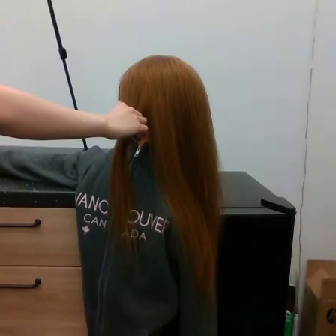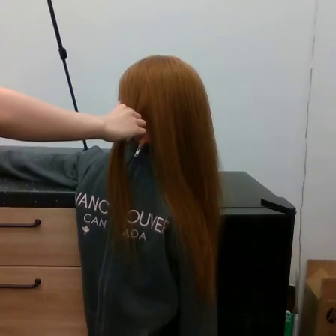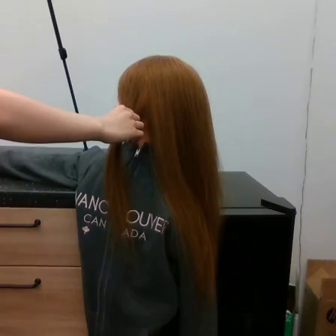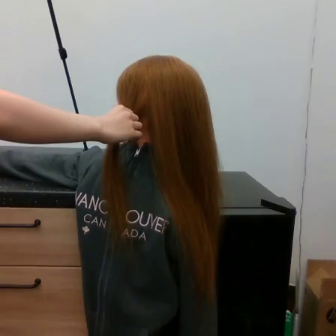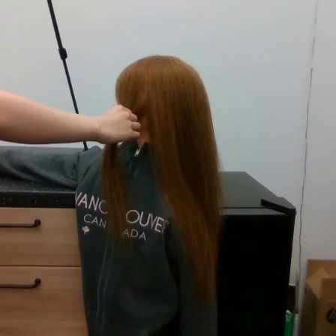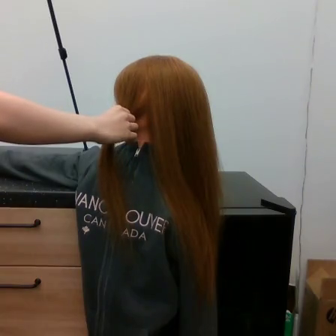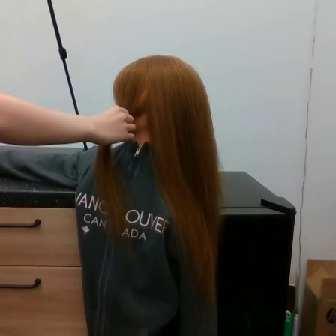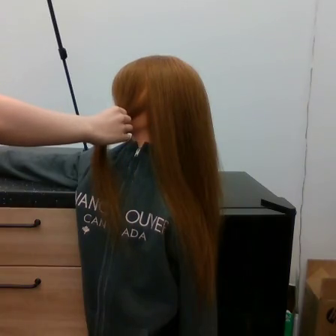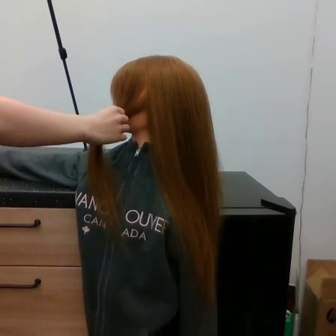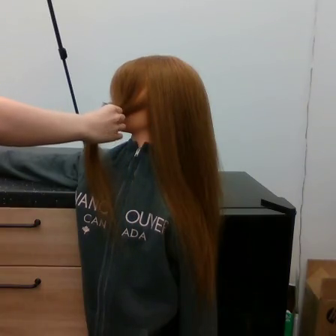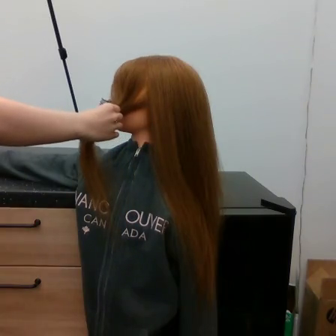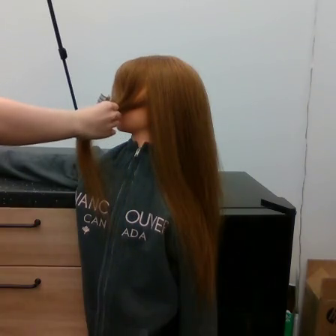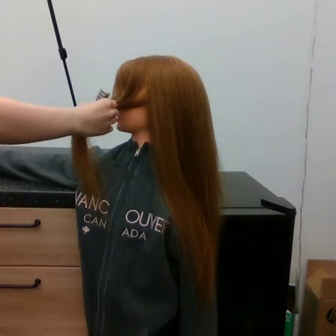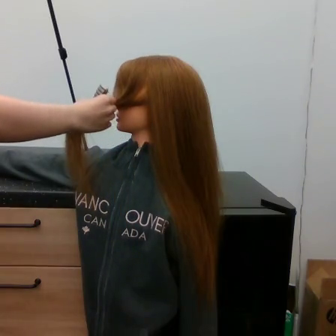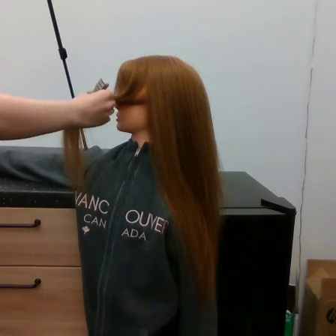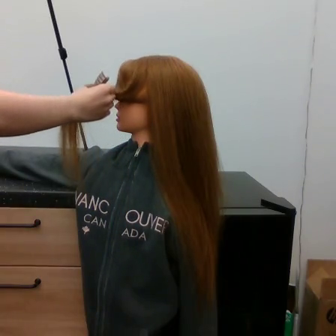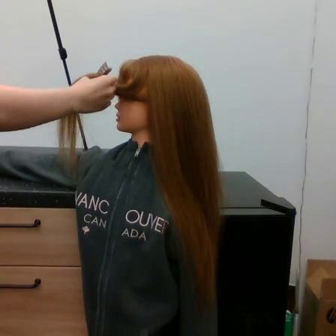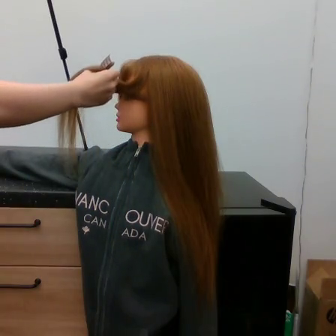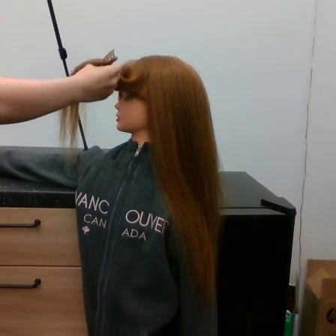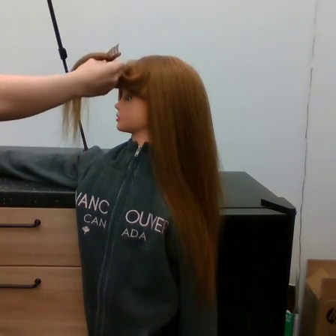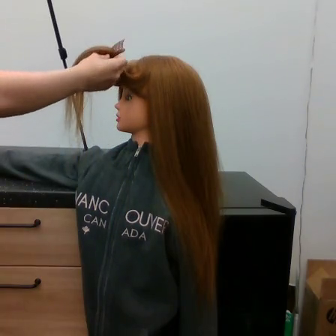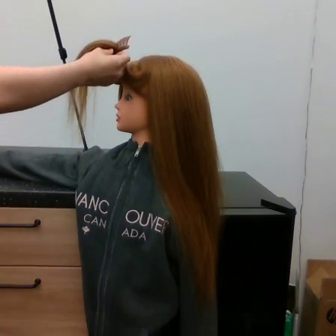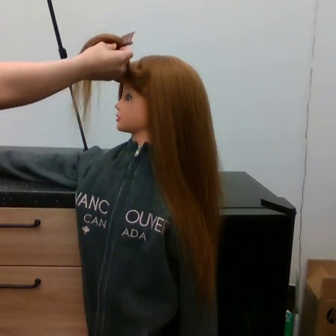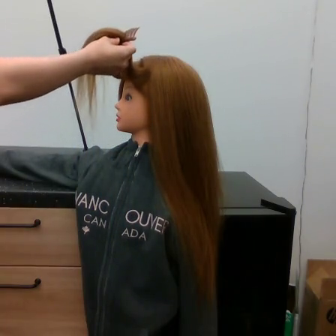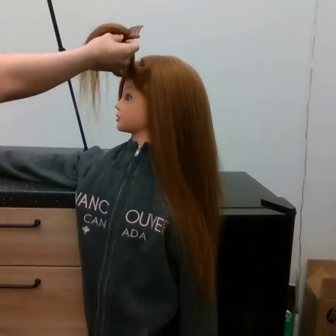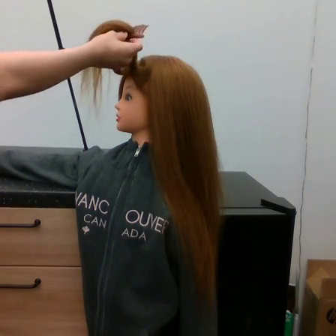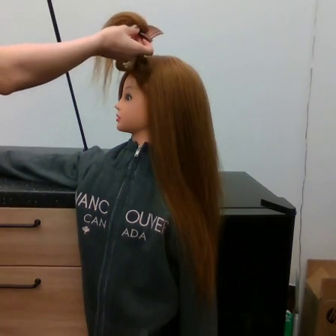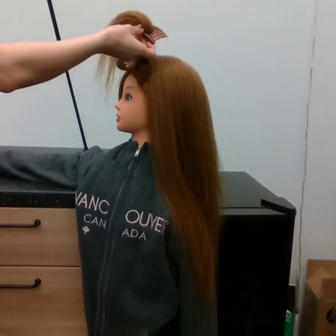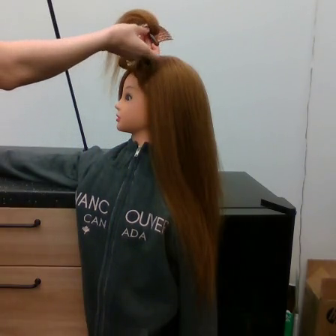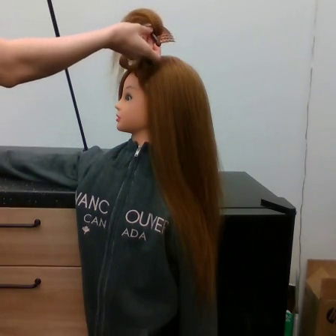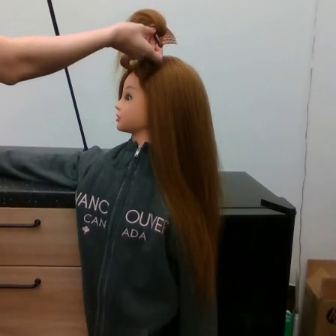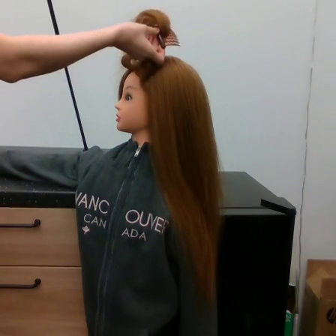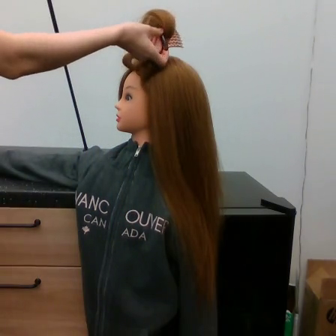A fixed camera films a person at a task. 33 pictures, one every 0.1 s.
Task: tidy side hair.
0.0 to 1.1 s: The hand goes to the left.
1.1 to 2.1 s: The hand goes upward.
2.1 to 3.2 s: The hand goes to the right and upward.
